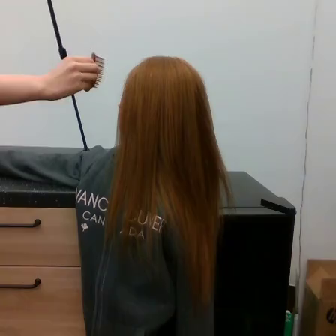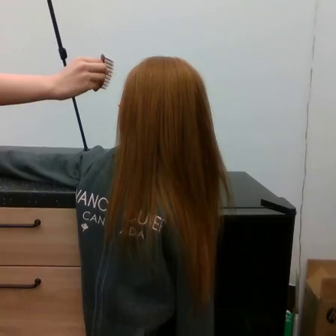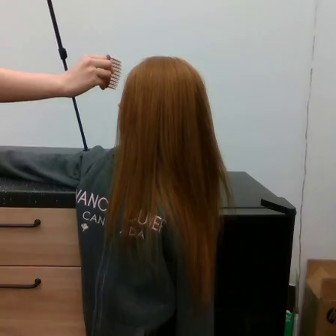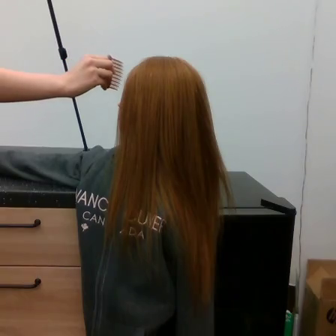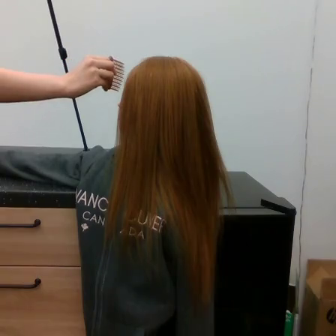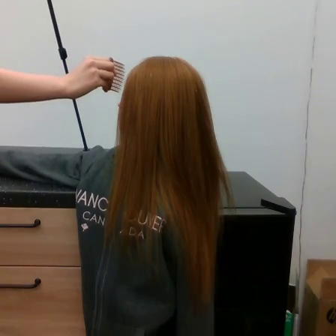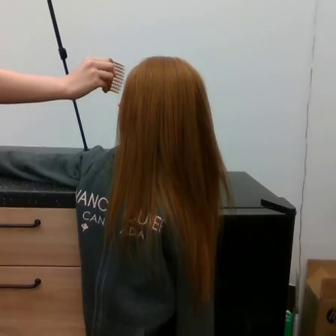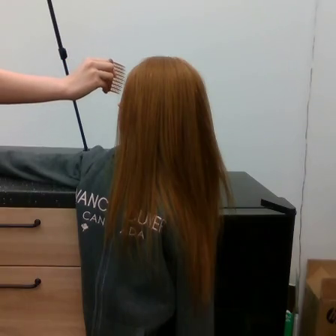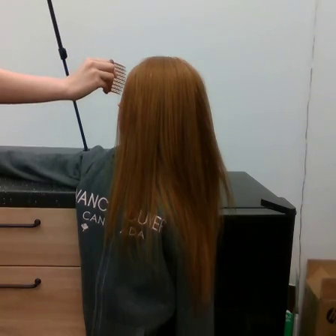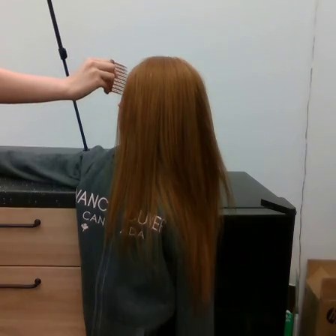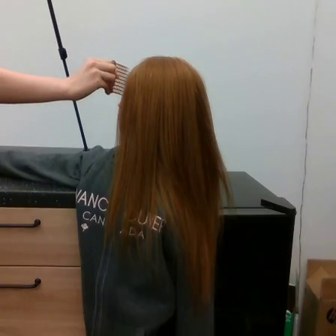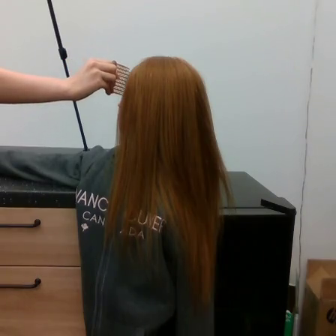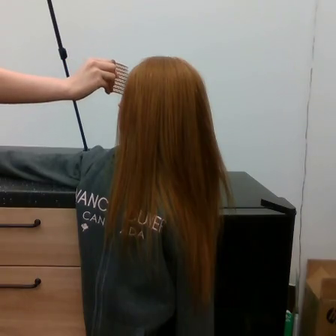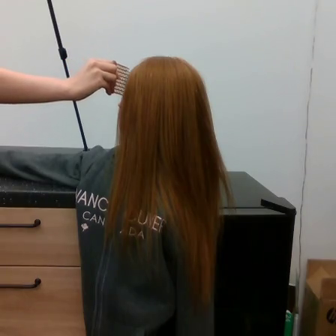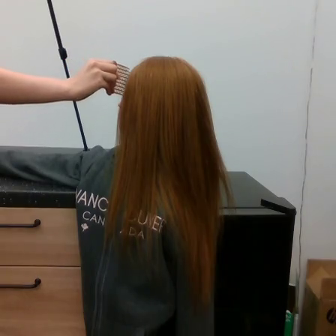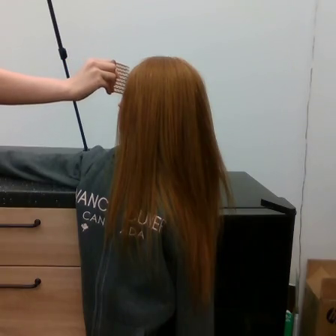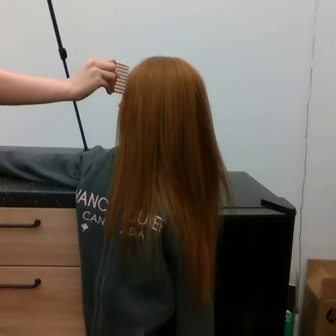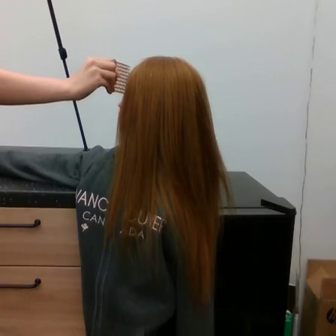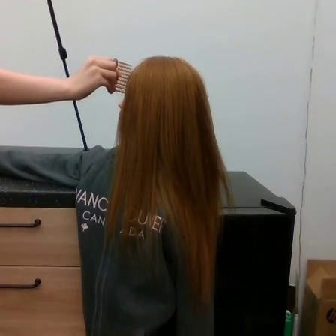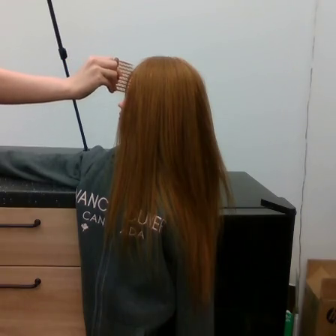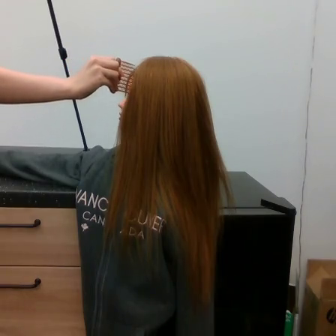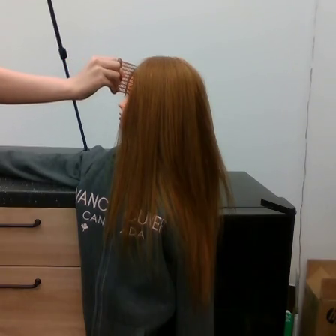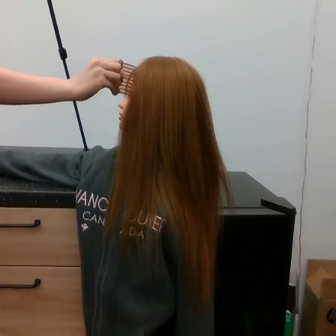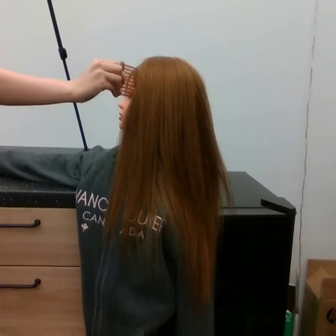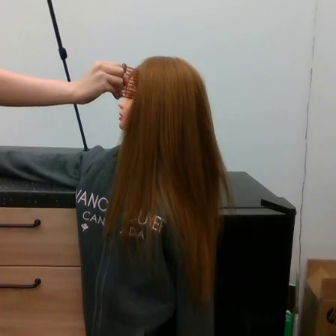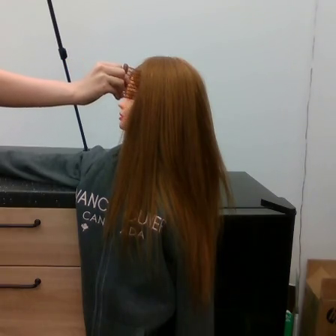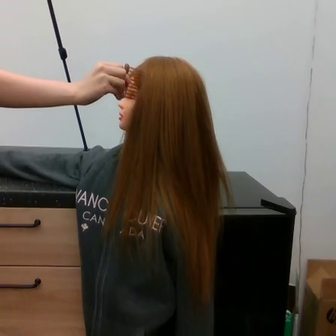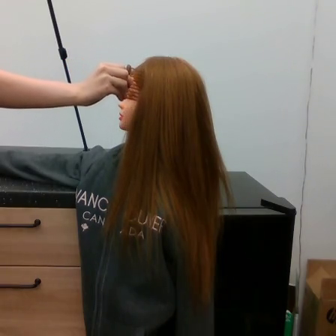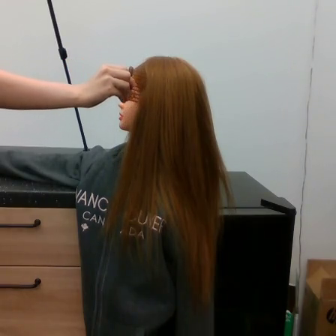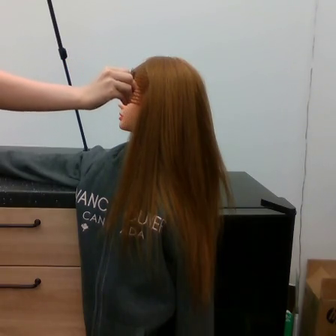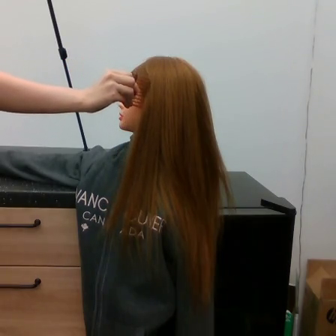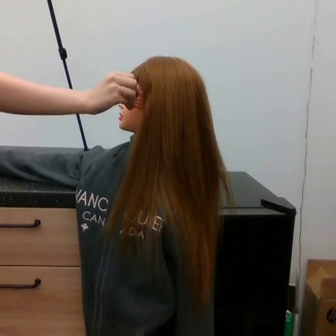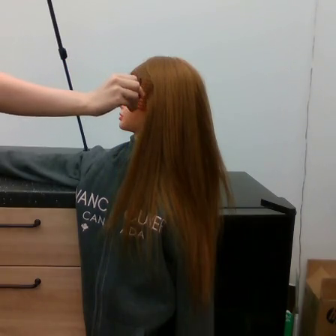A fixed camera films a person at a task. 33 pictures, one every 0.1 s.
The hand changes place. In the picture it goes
to the right.
0.0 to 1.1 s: The hand goes to the right.
1.1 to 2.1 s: The hand moves only a little.
2.1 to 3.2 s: The hand goes to the right and downward.
Task: tidy side hair.
